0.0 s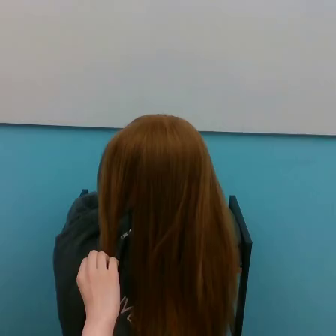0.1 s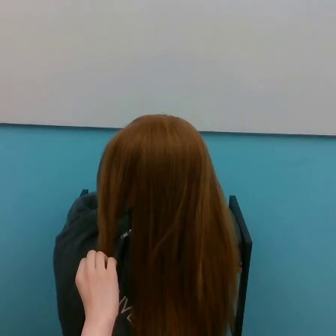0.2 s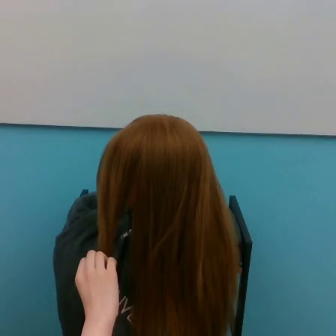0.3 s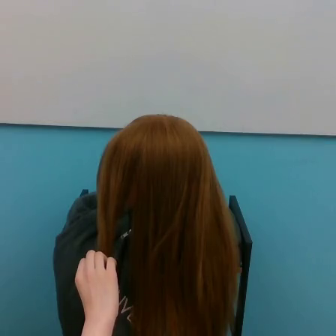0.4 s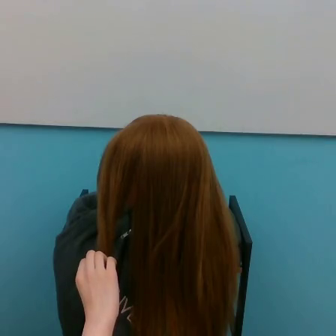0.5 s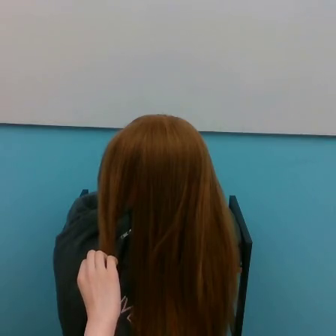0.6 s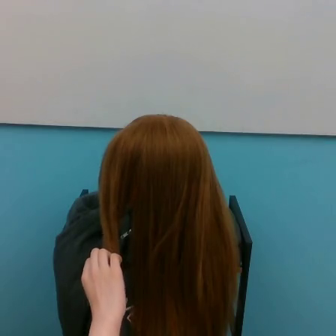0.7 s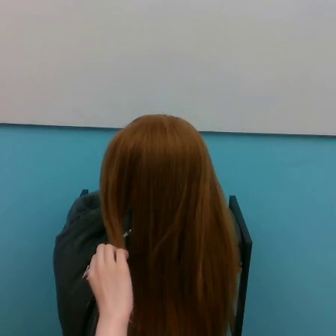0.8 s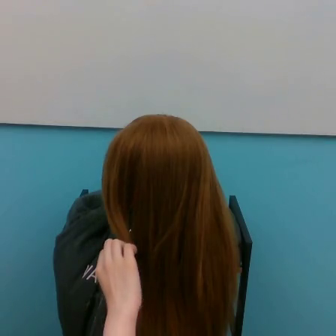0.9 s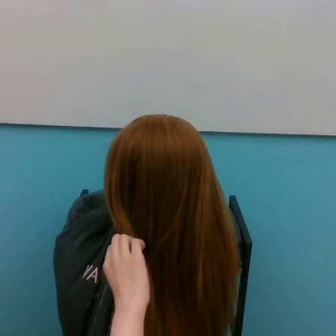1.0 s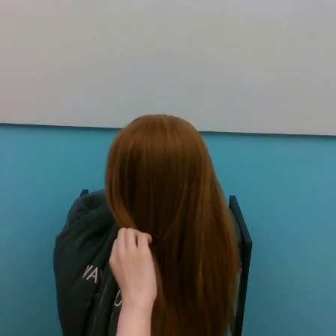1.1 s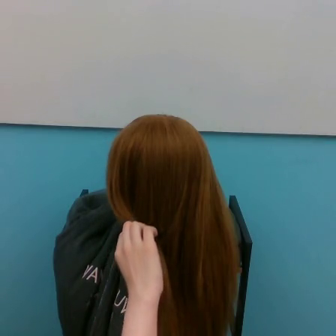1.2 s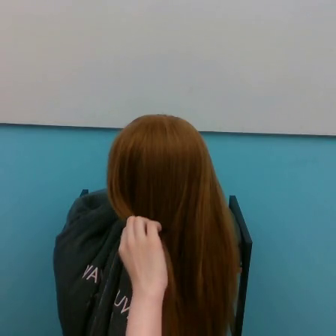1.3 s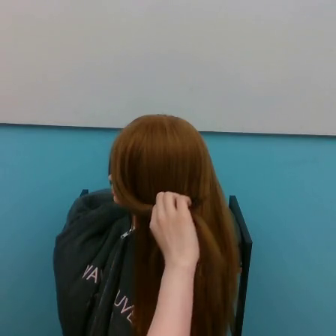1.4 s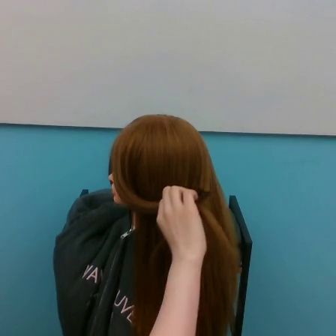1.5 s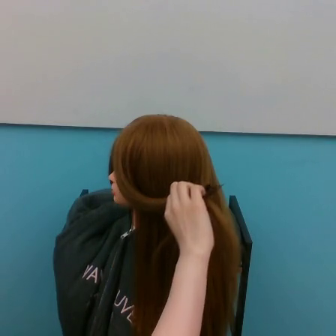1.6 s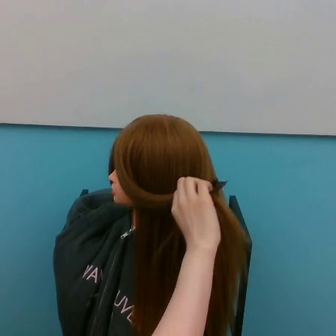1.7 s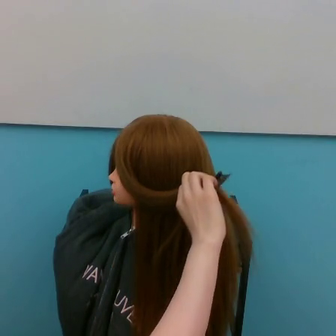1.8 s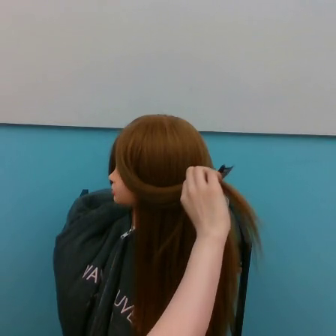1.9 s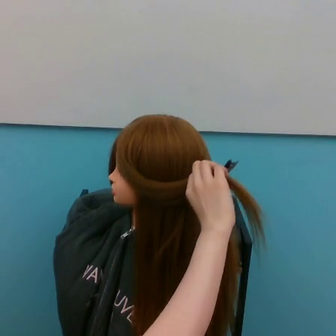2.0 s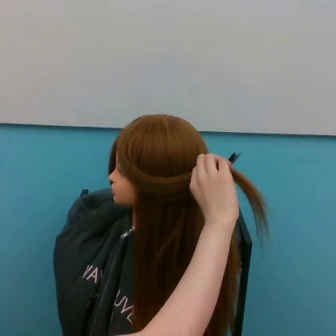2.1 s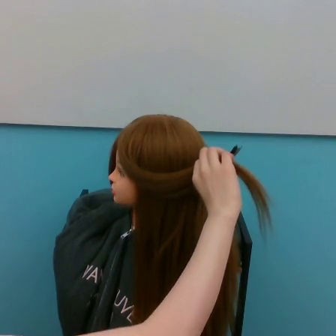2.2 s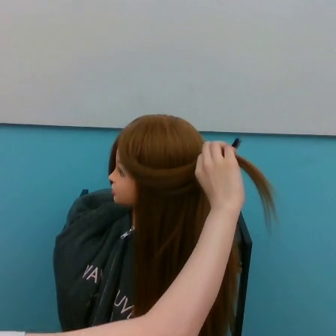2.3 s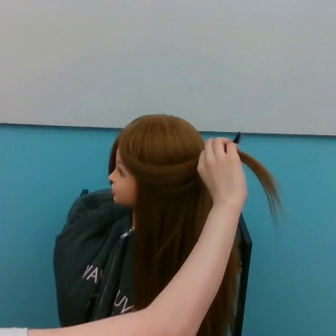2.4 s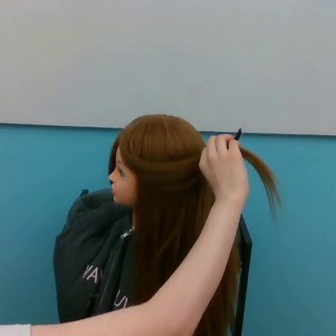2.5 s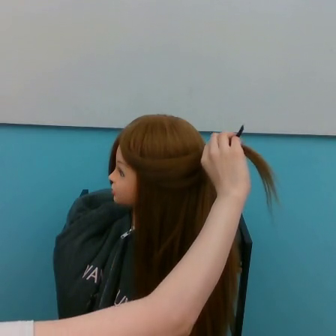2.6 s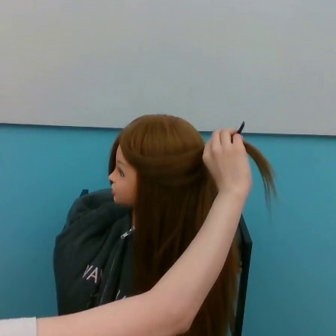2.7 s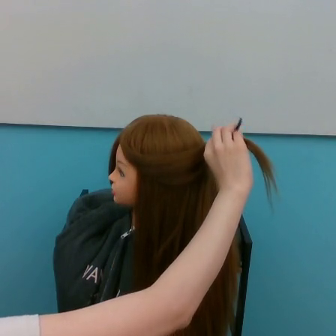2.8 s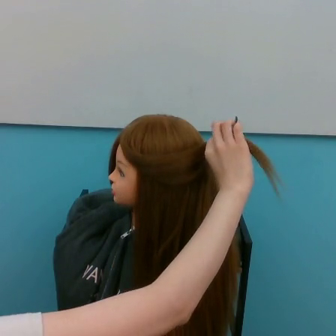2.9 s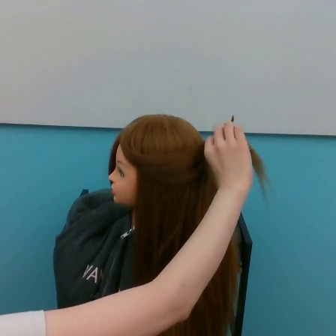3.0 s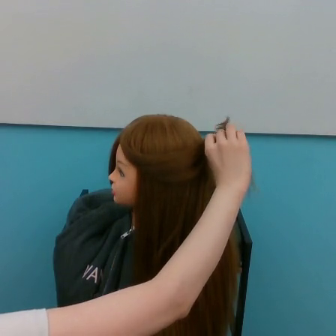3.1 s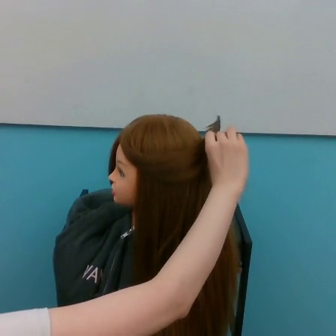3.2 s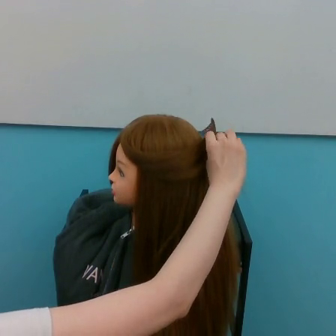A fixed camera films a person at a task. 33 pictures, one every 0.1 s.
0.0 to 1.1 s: The hand goes to the right and upward.
1.1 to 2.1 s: The hand goes to the right and upward.
2.1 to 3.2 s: The hand goes upward.
Task: tidy side hair.
